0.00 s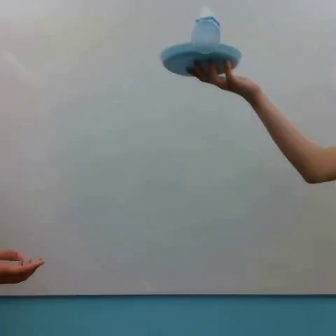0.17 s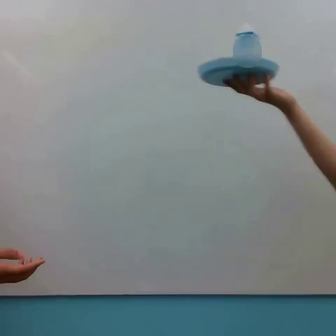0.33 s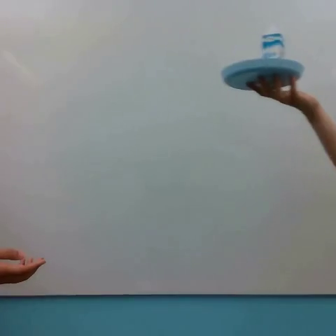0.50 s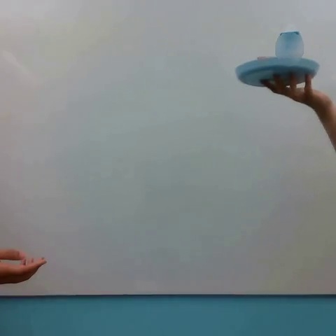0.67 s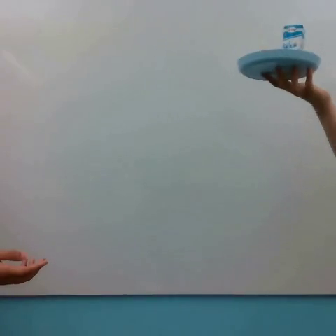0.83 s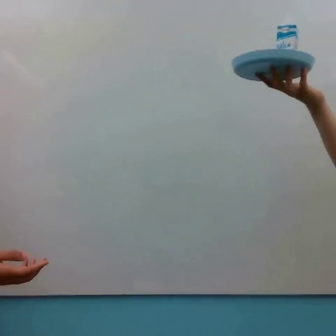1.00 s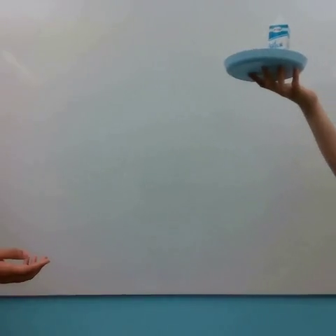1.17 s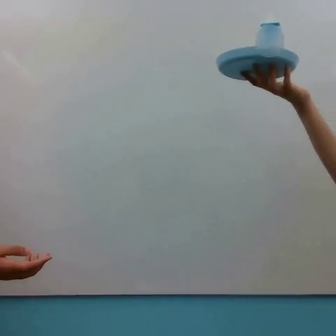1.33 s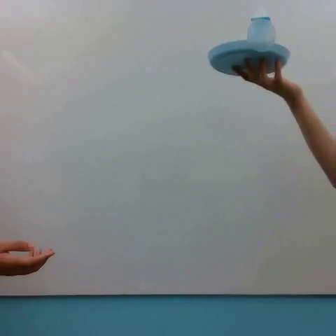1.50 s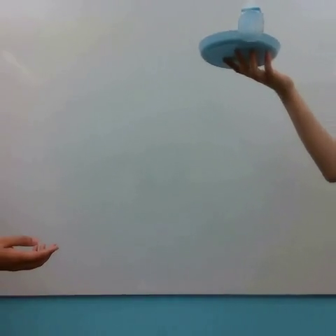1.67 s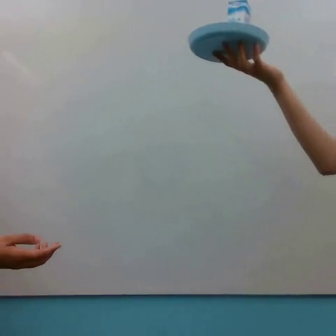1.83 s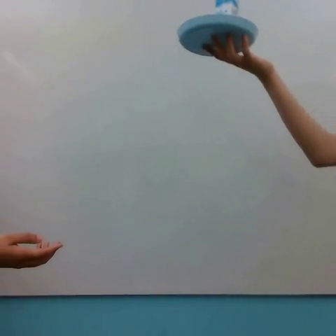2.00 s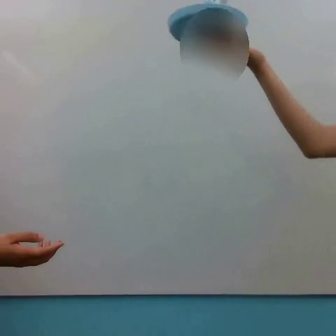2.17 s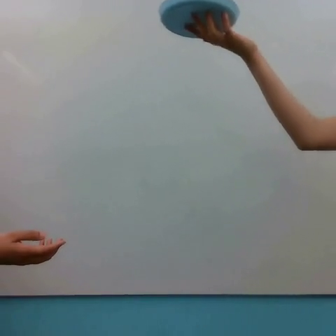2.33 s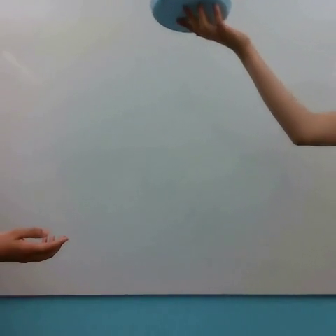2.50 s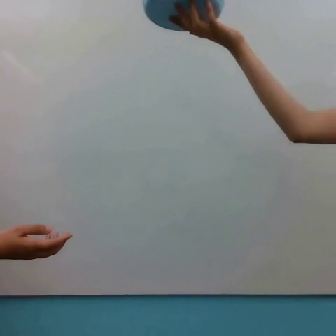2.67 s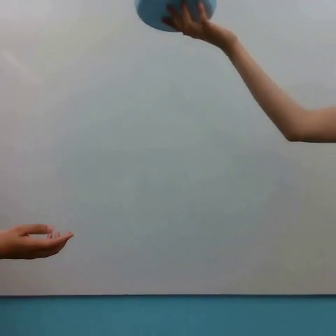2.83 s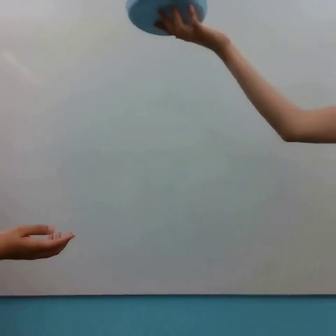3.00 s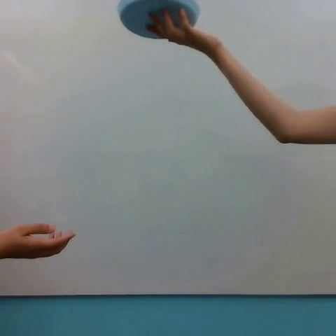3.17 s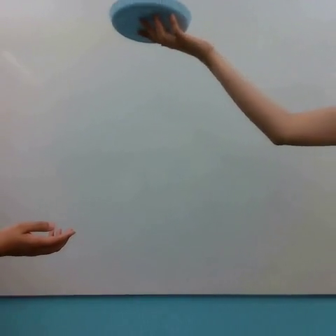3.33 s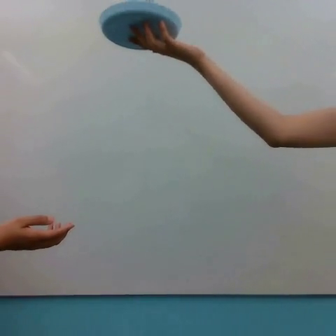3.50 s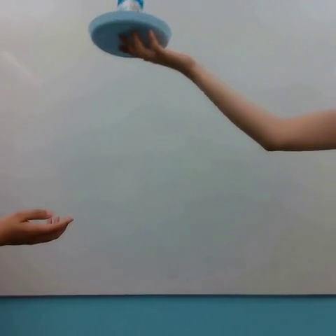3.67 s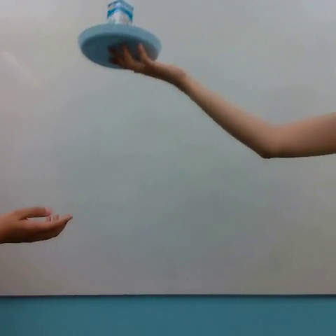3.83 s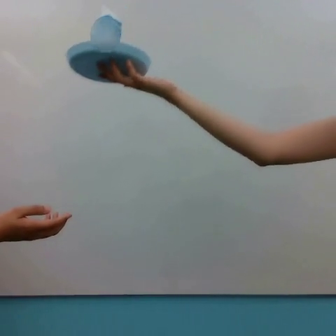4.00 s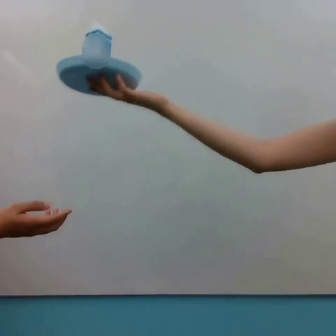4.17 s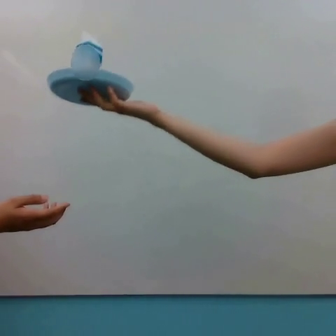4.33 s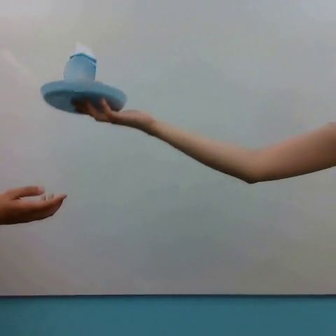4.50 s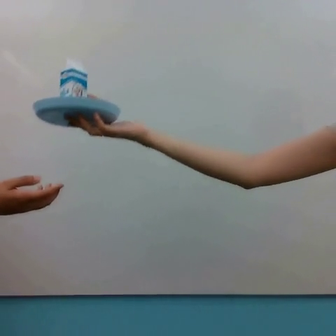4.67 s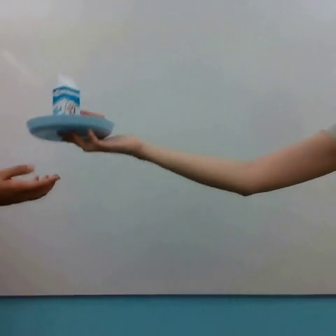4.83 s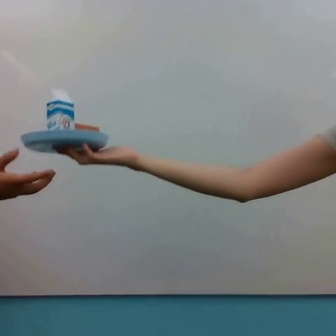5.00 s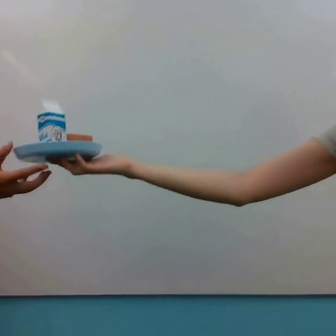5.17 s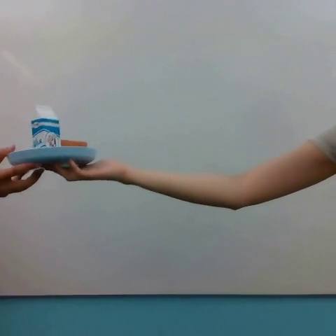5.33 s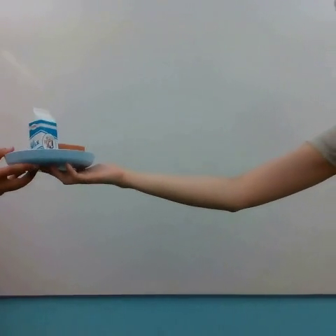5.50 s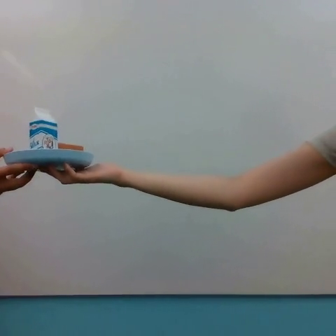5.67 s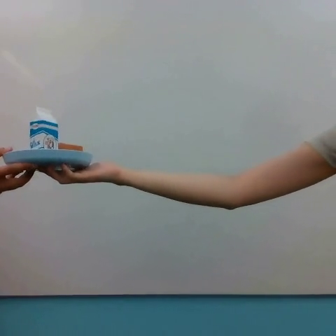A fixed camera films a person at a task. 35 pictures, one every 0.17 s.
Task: handover plate.
Motion: move to the right, move upward and to the left, then move downward and to the left following a concave curve.
0.00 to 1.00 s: The hand goes to the right, then to the left.
1.00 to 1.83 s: The hand goes to the left and upward.
1.83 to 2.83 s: The hand goes to the left and upward.
2.83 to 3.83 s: The hand goes to the left and downward.
3.83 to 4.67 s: The hand goes downward and to the left.
4.67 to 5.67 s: The hand goes downward and to the left.
